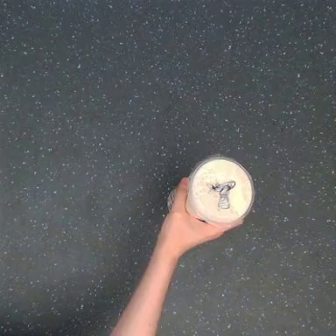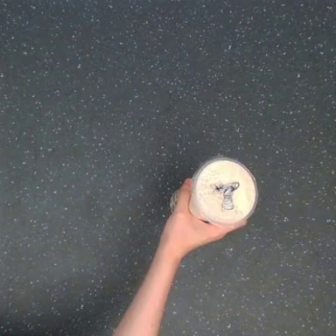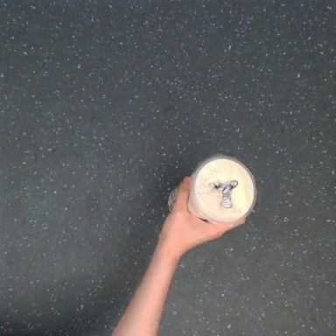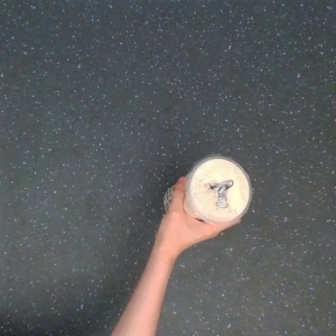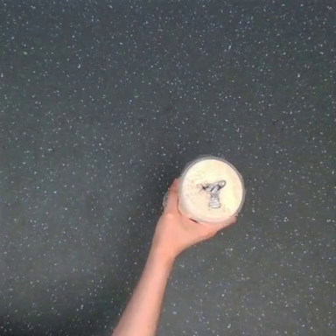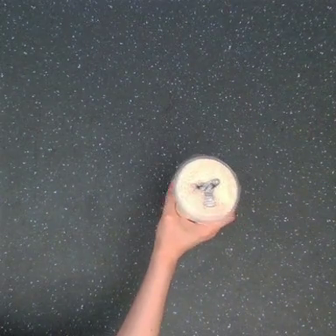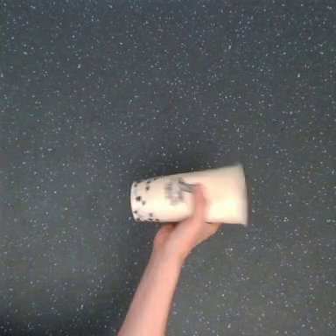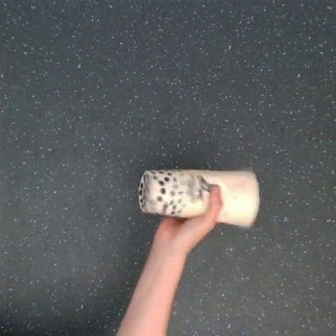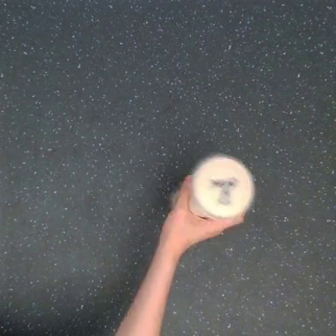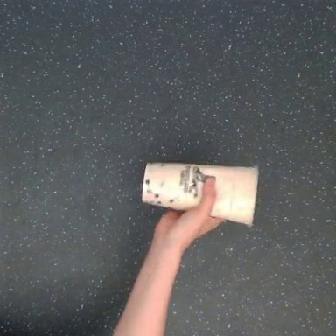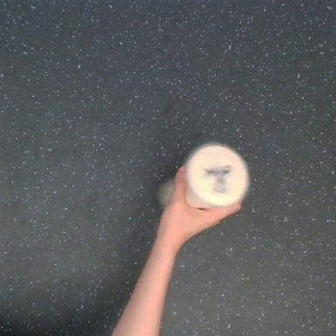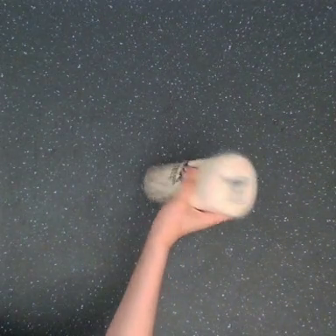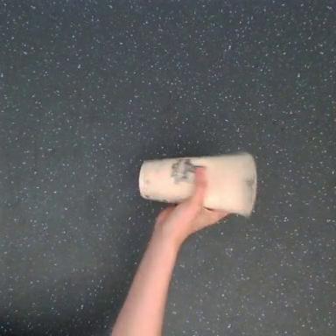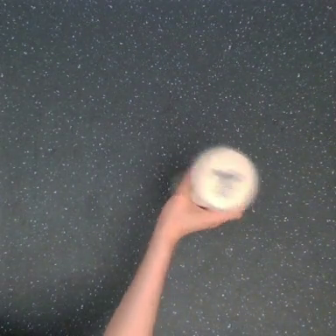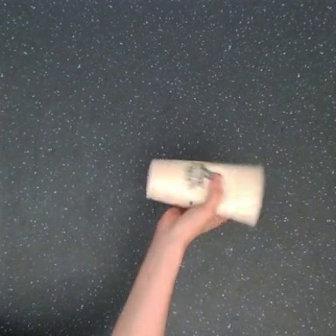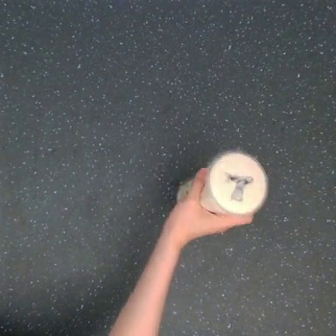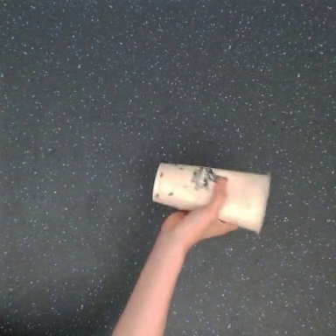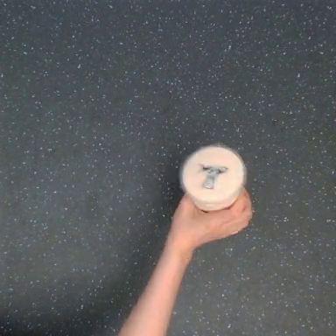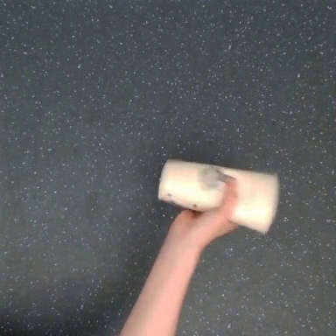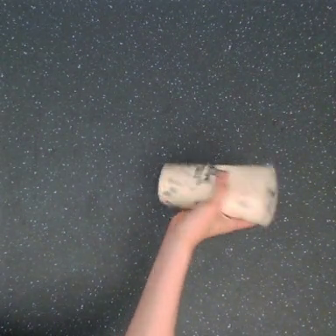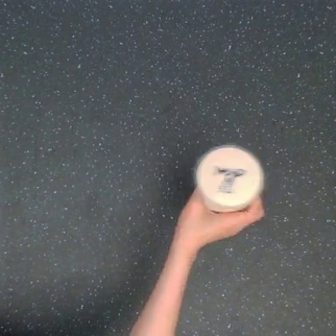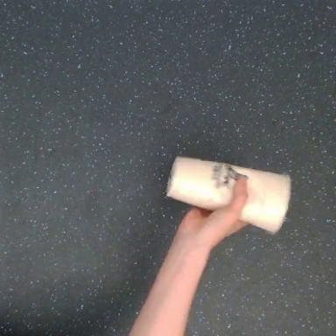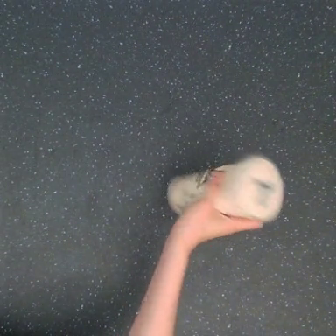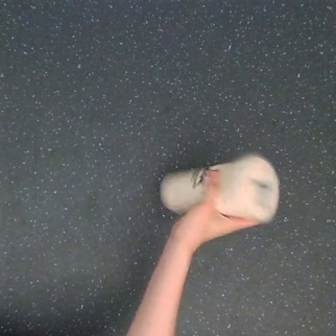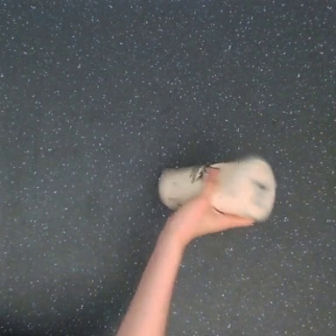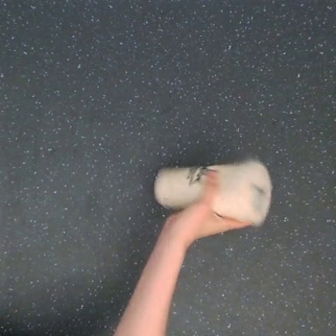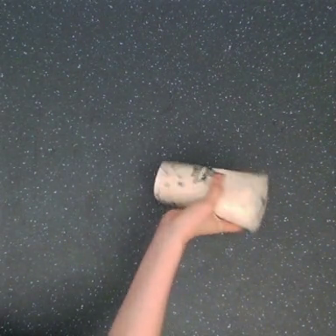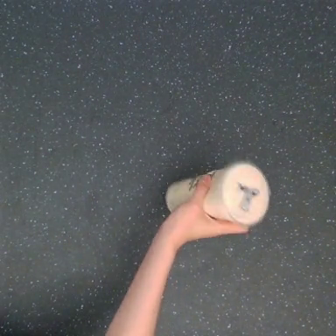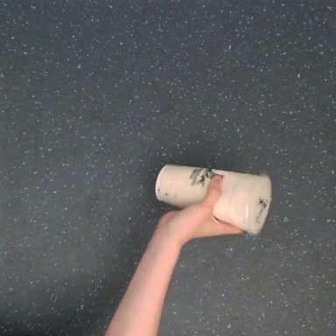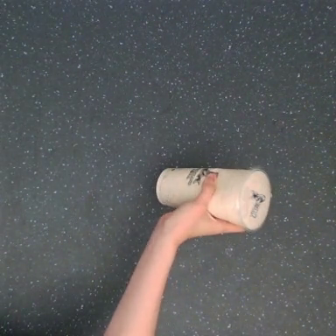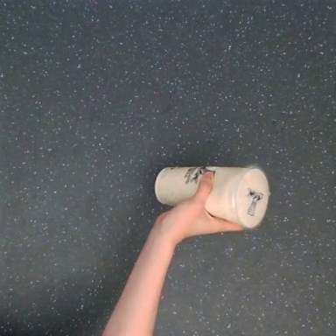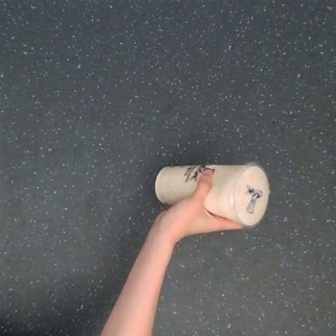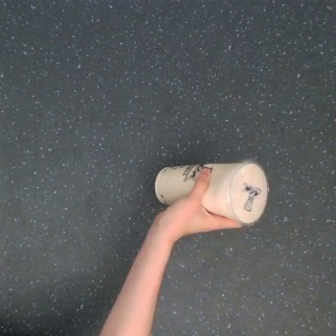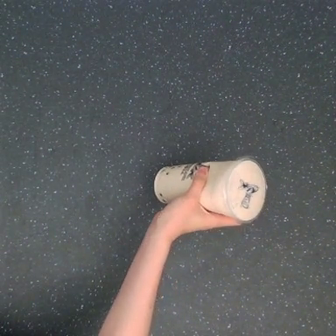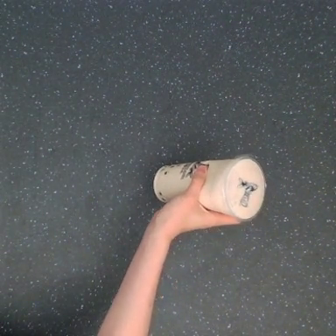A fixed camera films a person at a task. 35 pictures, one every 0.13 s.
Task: shake the boba.
Motion: rotate the object clockwise, then reverse it to rotate the object counter-clockwise, repeating this sequence 10 times.
0.00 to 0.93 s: The hand moves only a little.
0.93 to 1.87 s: The hand goes to the right.
1.87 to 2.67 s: The hand goes to the right.
2.67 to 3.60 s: The hand goes to the left.
3.60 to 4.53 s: The hand moves only a little.
